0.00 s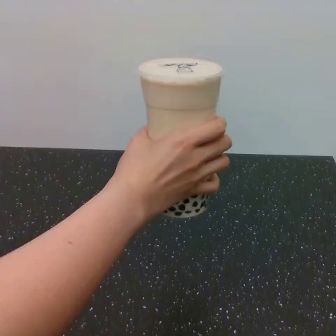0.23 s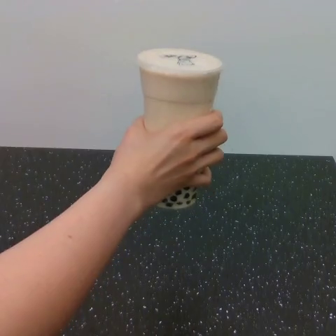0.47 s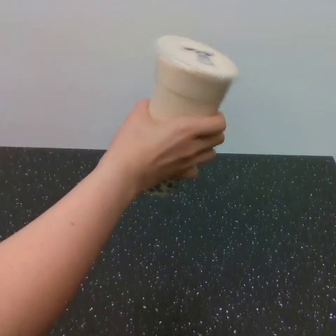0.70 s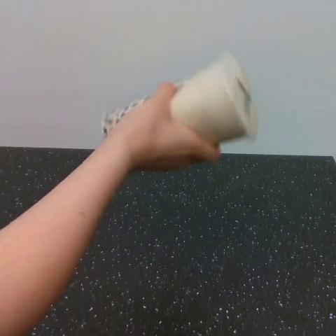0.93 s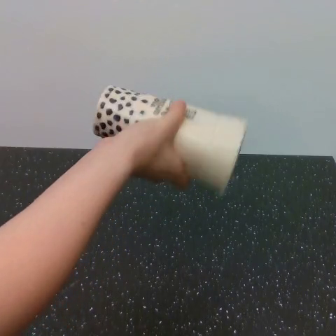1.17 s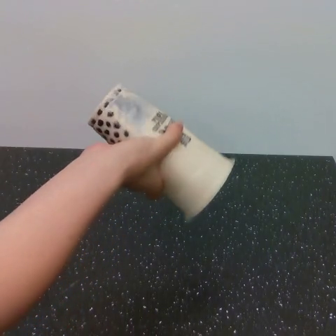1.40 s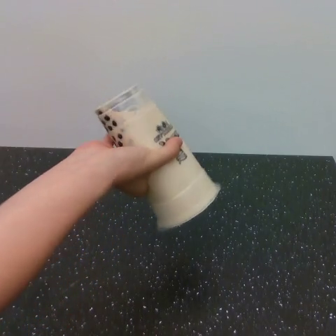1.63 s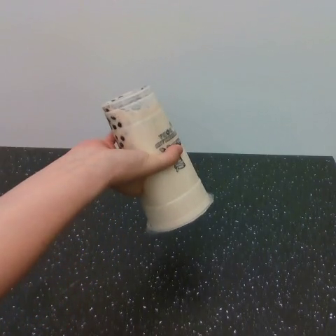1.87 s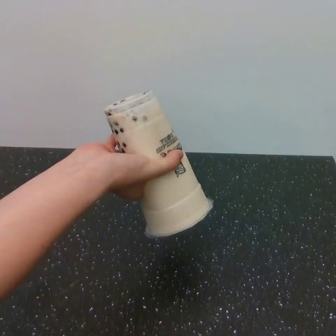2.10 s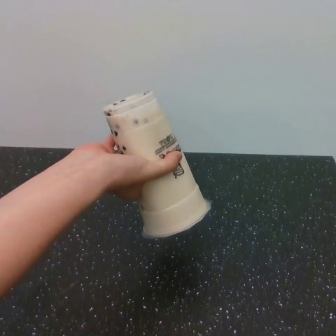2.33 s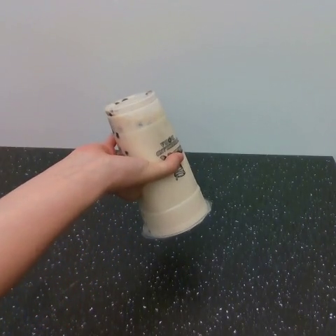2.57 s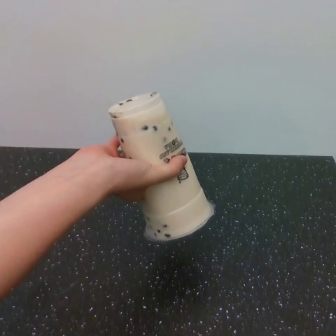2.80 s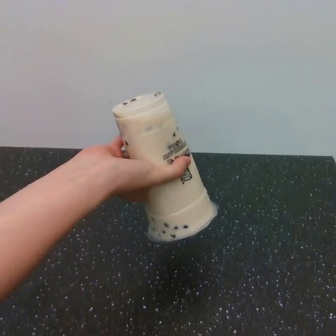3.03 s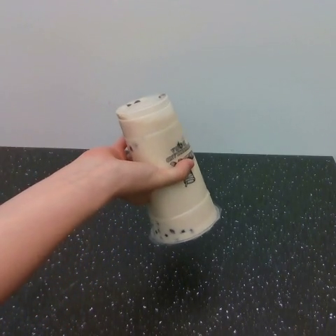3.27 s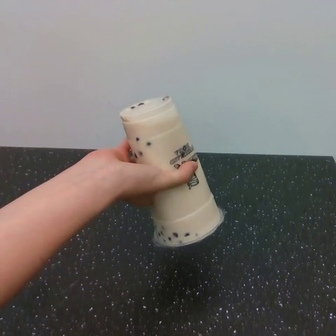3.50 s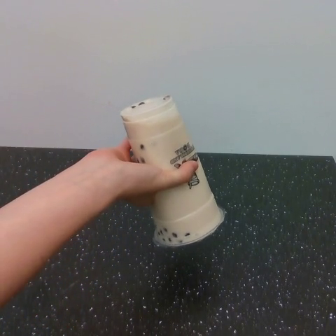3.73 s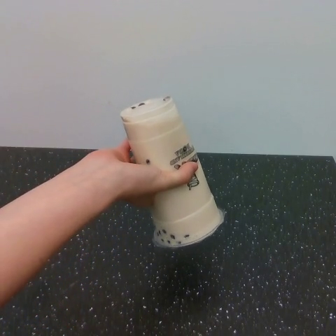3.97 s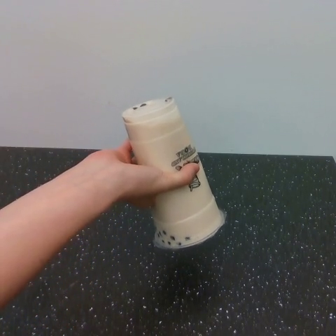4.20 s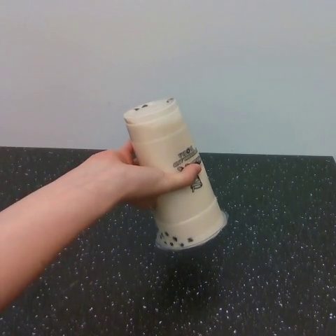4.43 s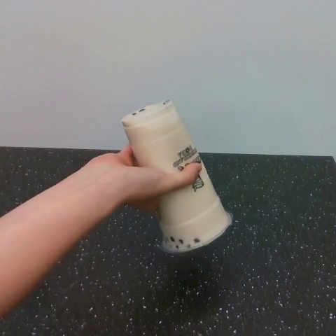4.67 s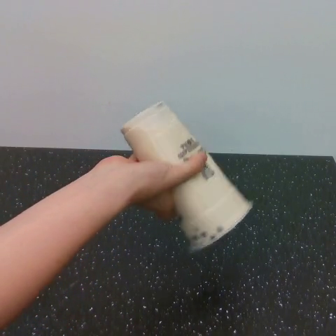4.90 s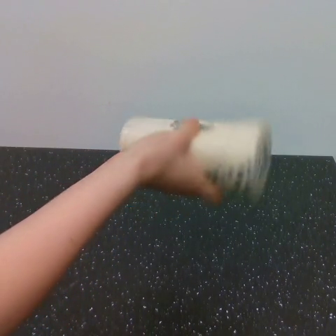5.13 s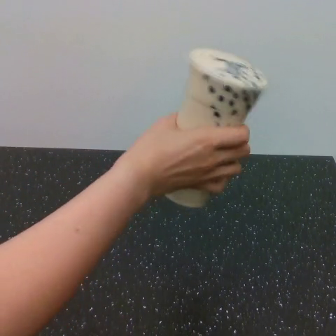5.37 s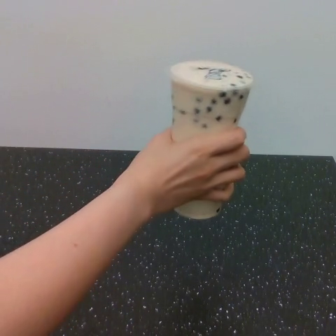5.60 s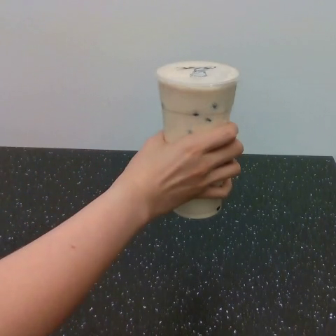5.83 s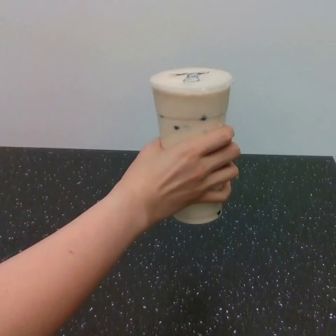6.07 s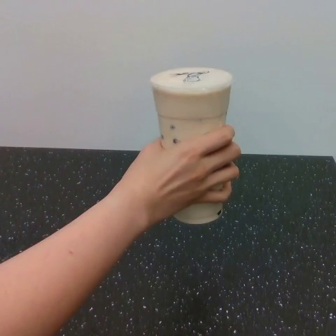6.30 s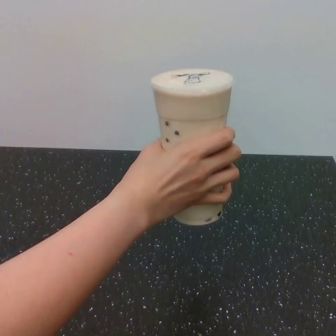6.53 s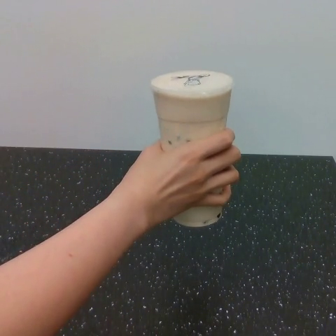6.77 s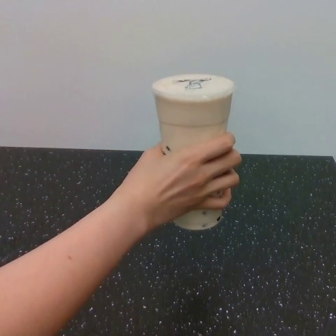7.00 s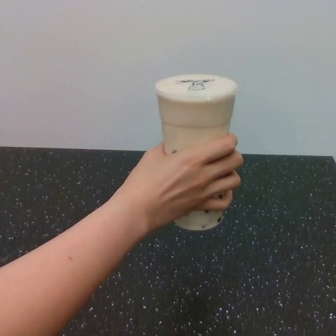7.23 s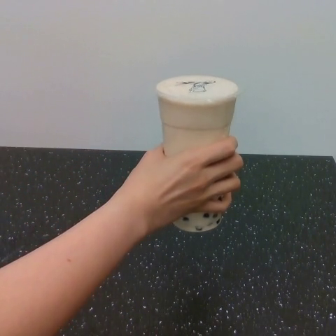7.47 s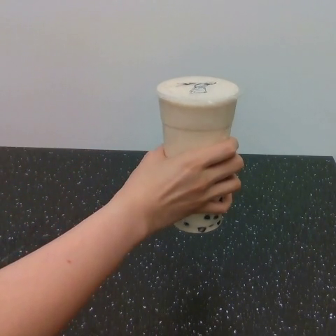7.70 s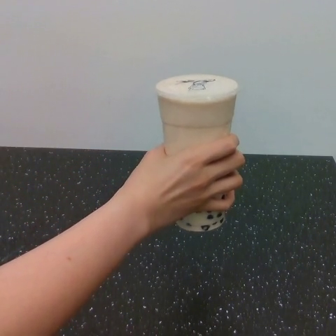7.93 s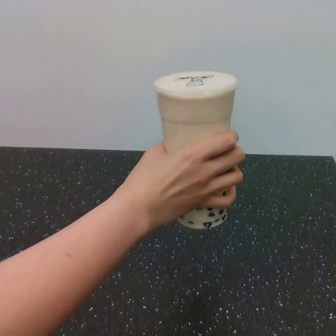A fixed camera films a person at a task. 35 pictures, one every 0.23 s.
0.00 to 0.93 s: The hand goes to the left.
0.93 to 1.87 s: The hand goes to the left and upward.
1.87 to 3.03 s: The hand goes downward and to the right.
3.03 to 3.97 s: The hand moves only a little.
3.97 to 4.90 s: The hand goes to the right.
4.90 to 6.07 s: The hand goes to the right and upward.
6.07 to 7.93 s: The hand moves only a little.
Task: shake the boba.
Motion: completely flip the object to the right and flip it back to its initial state.
